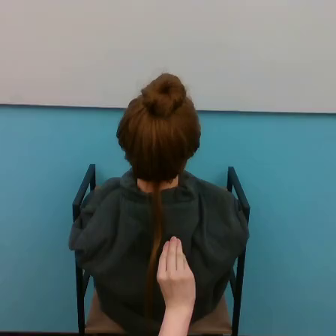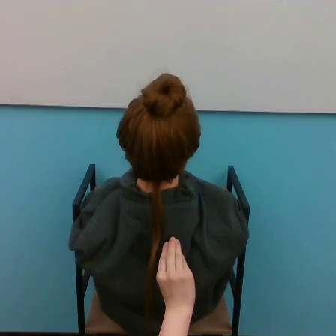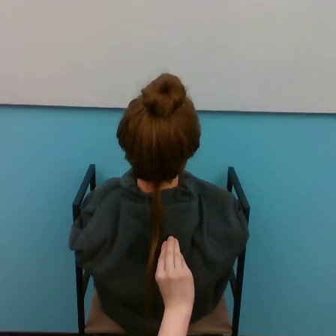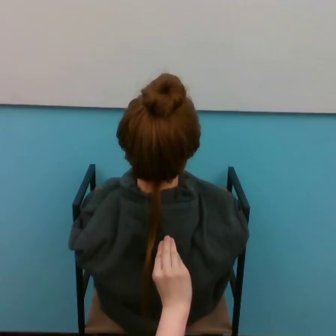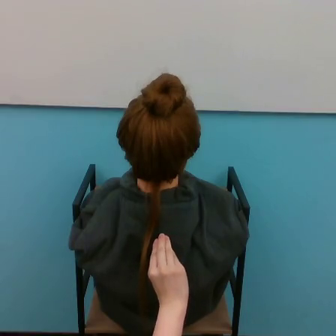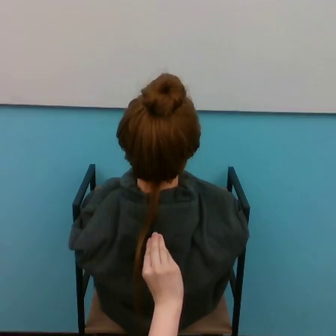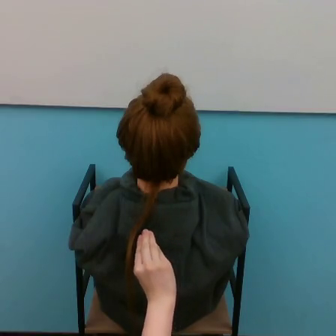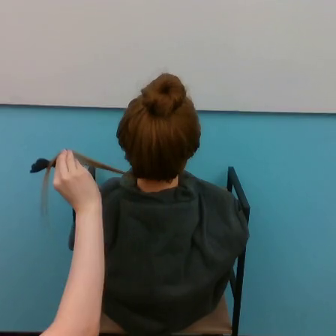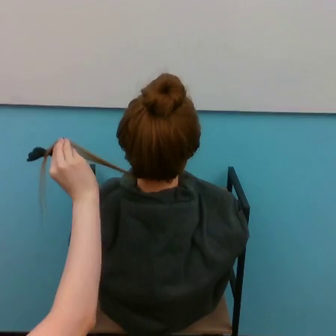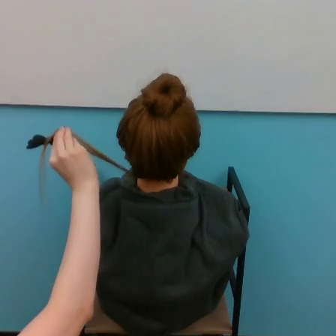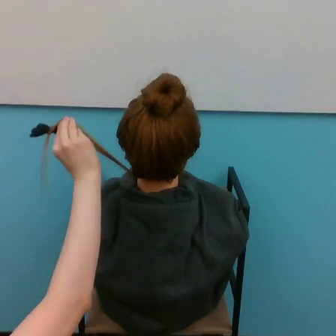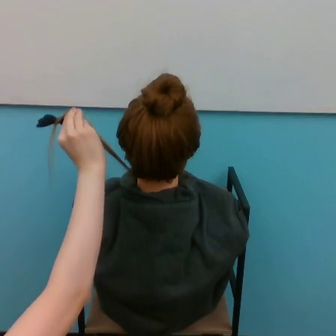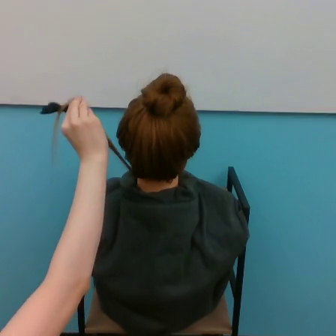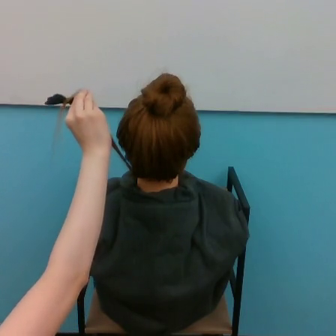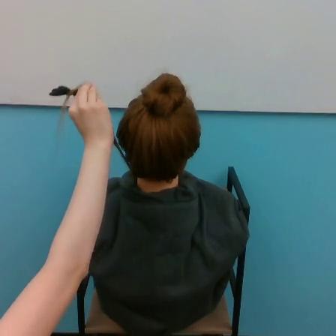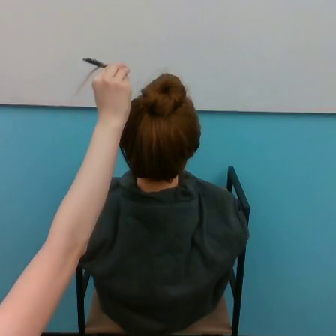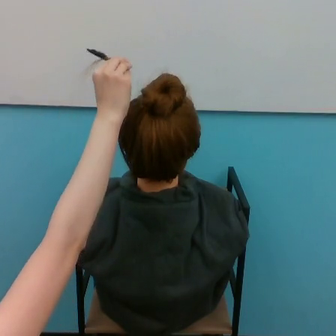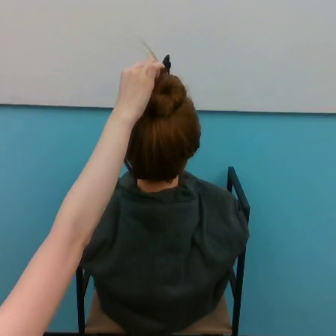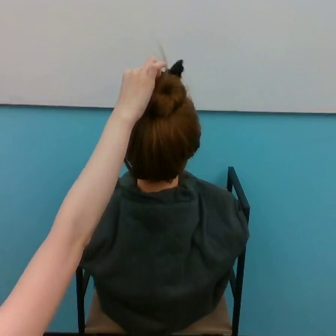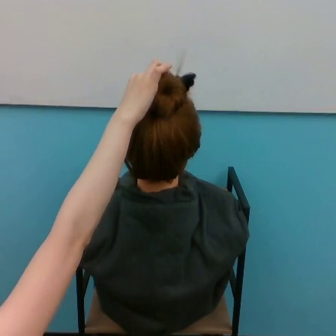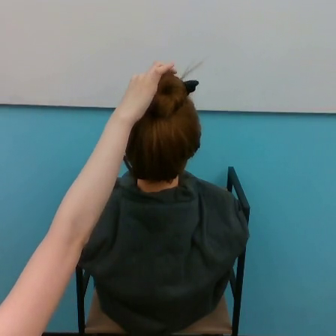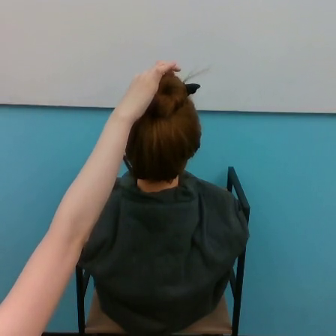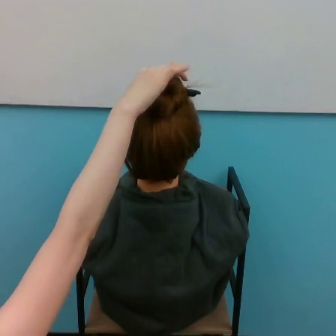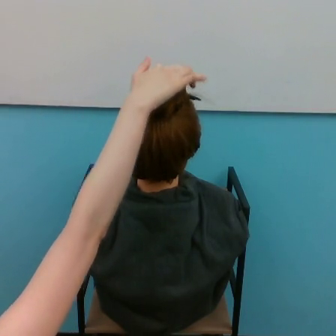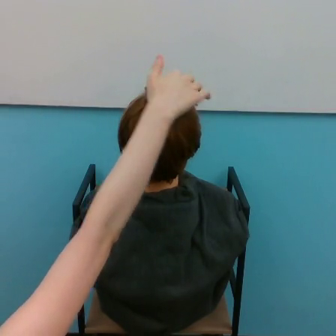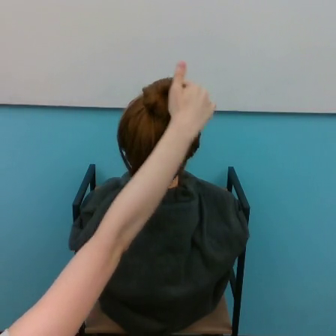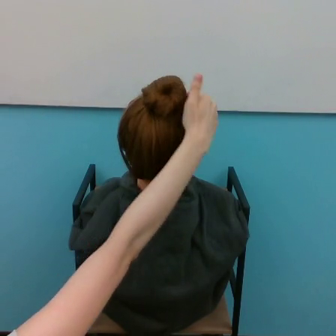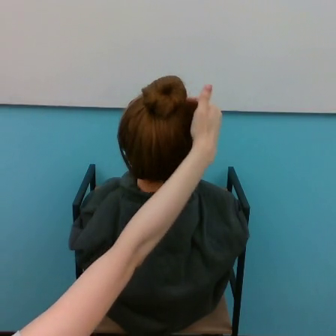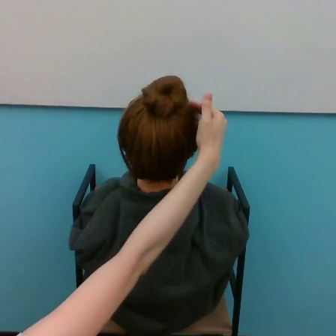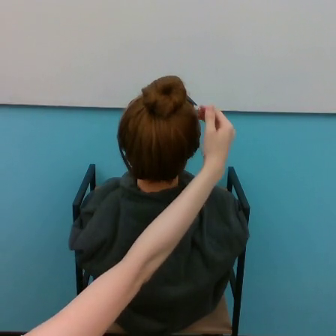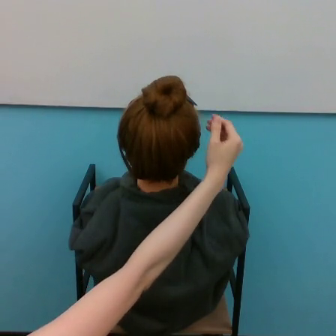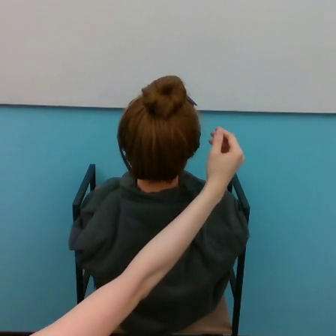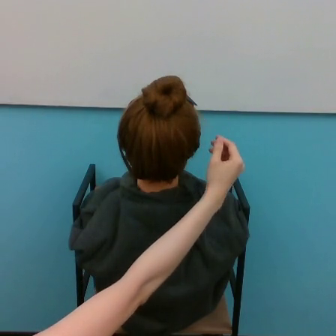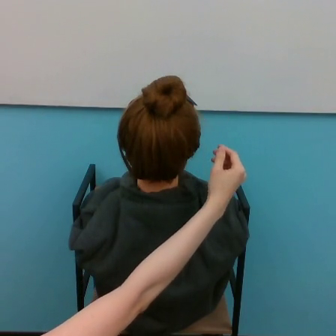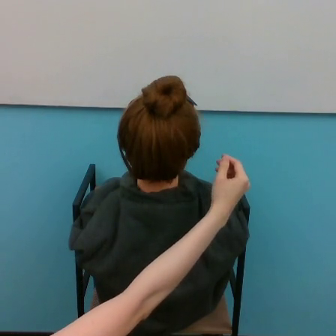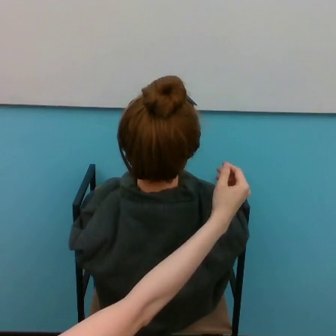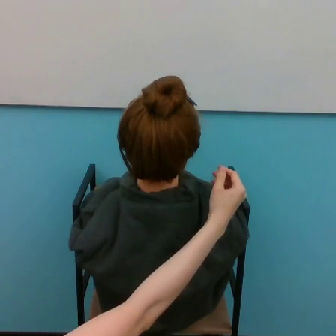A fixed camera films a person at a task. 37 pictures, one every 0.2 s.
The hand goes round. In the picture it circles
clockwise.
0.0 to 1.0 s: The hand goes to the left.
1.0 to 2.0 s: The hand goes upward and to the left.
2.0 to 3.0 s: The hand goes upward and to the right.
3.0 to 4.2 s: The hand goes to the right.
4.2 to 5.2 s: The hand goes to the right and downward.
5.2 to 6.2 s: The hand goes downward and to the right.
6.2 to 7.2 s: The hand goes downward.
In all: It circles clockwise, turning through about 270 degrees.
Task: tidy back hair.
Motion: make a circular motion clockwise.
